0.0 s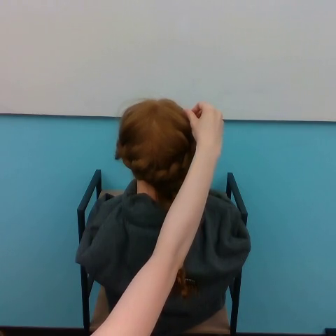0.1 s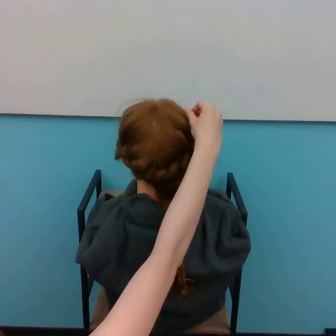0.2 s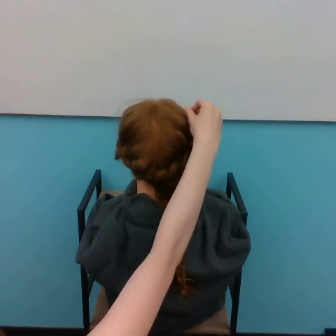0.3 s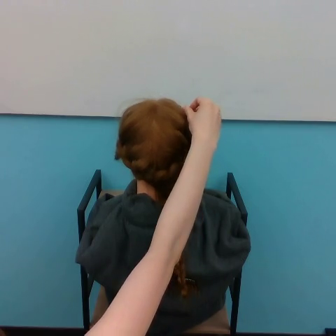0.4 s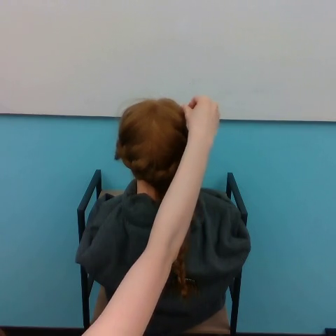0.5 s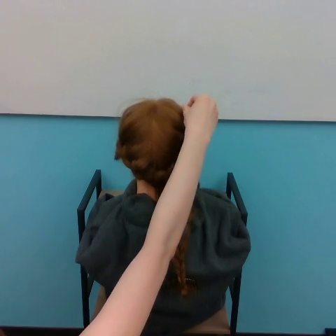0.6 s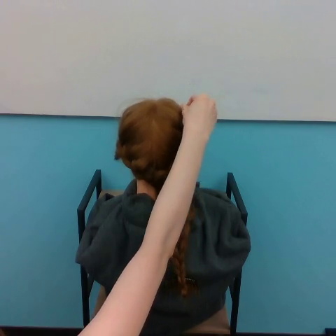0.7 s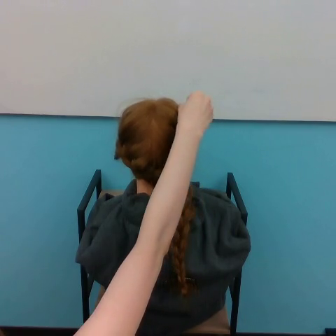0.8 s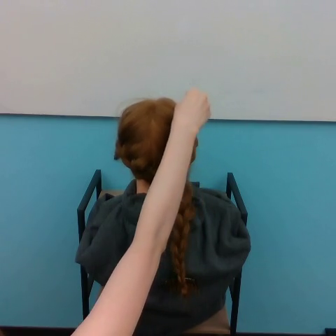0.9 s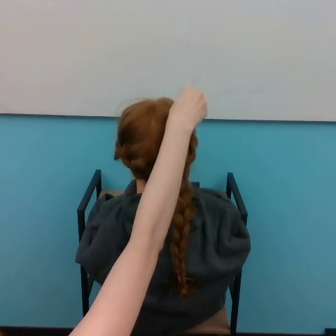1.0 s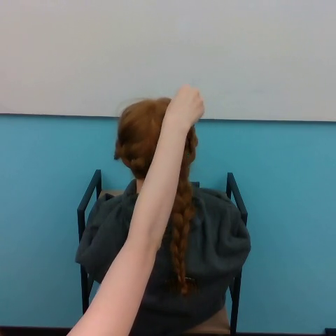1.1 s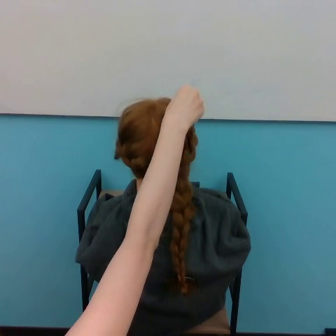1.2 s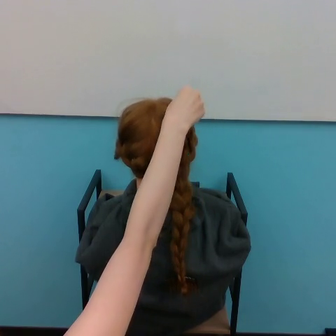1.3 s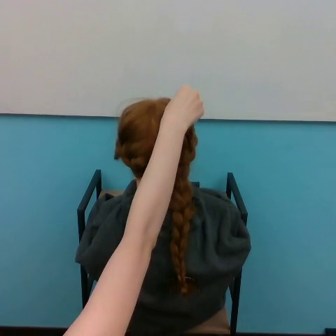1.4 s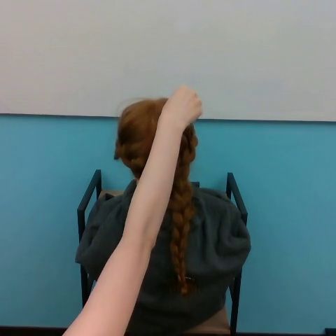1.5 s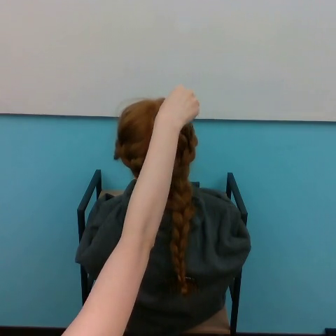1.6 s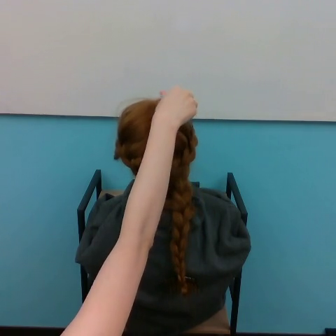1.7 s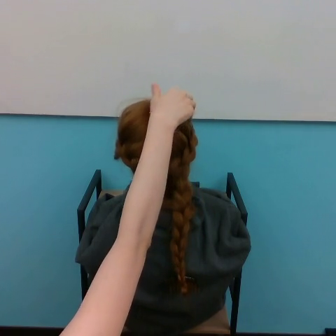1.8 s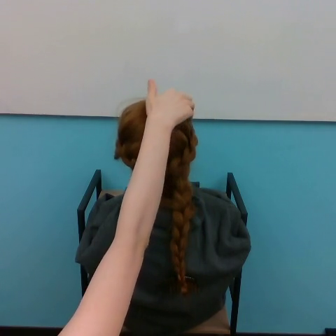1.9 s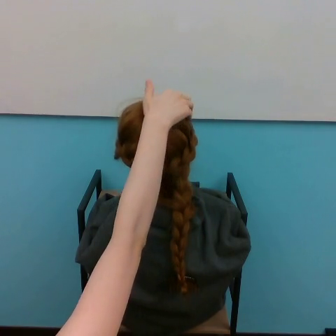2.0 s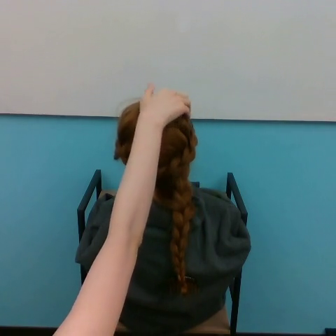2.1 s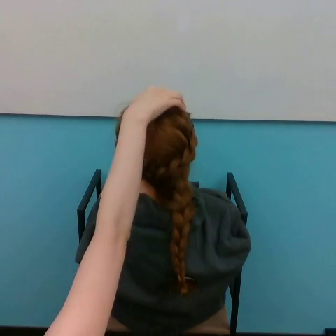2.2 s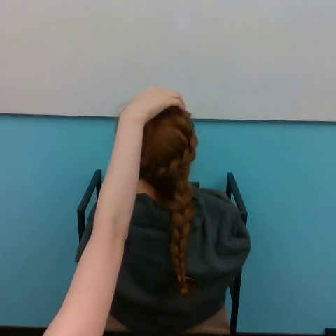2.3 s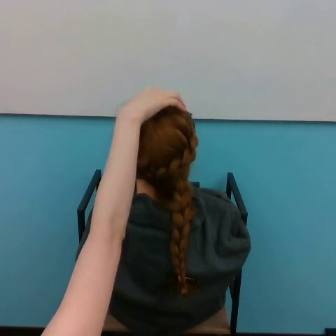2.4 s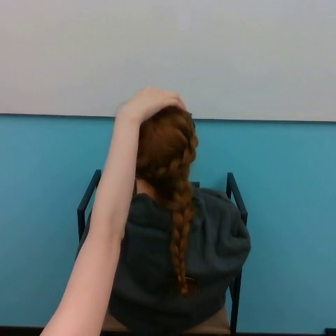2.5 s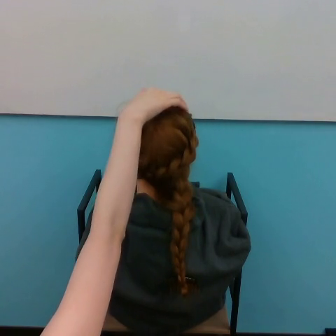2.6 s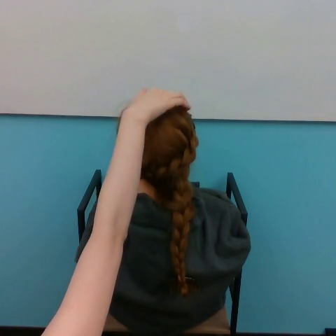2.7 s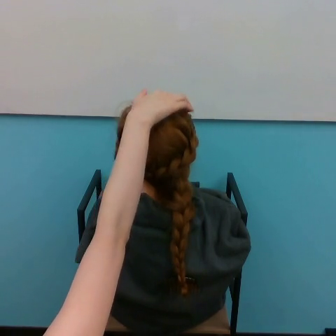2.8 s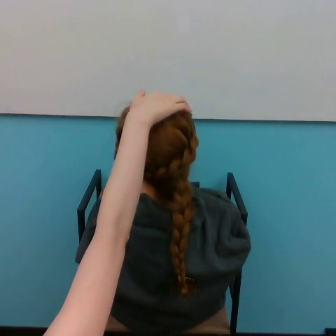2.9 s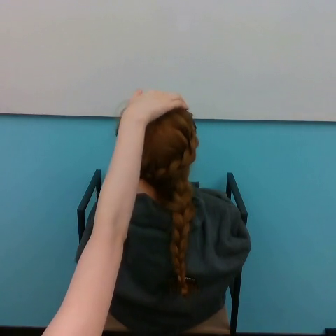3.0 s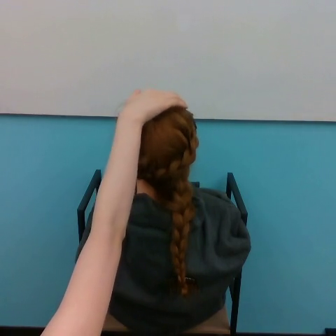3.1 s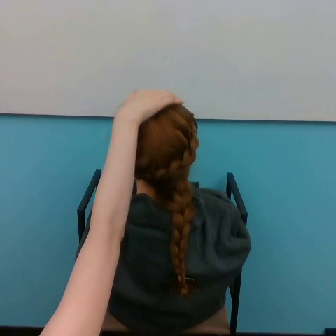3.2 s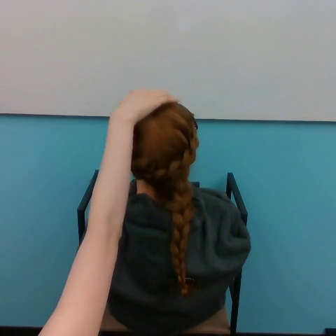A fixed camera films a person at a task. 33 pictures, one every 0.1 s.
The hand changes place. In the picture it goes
to the left.
0.0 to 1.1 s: The hand goes upward and to the left.
1.1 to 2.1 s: The hand goes to the left.
2.1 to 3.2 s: The hand moves only a little.
Task: style hair.
